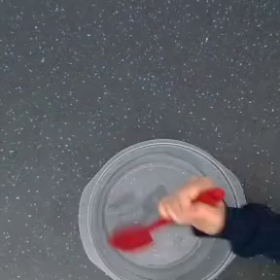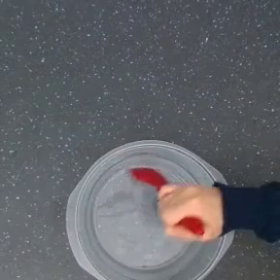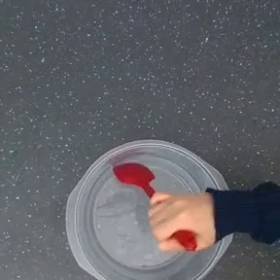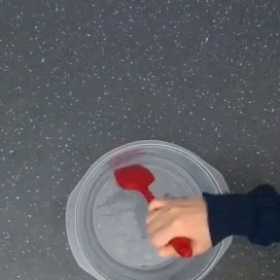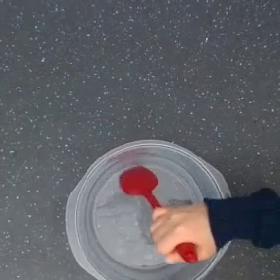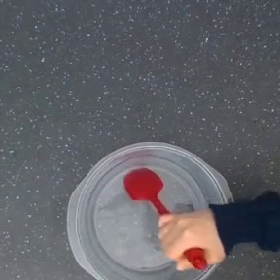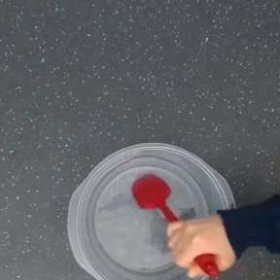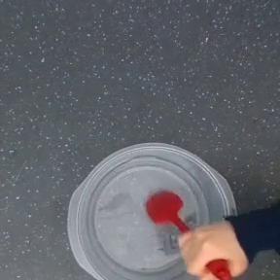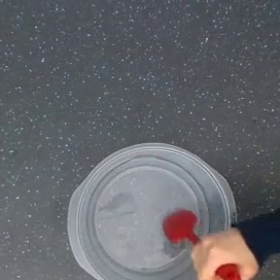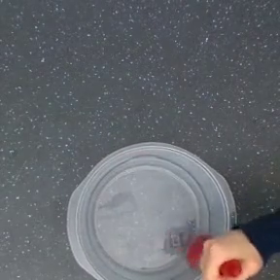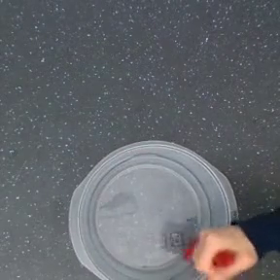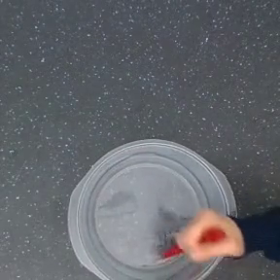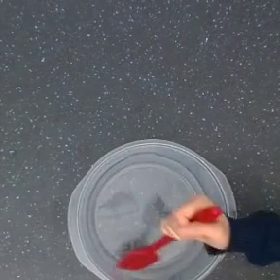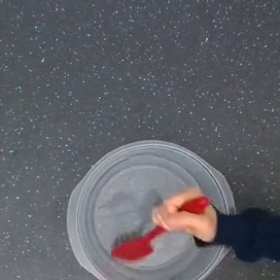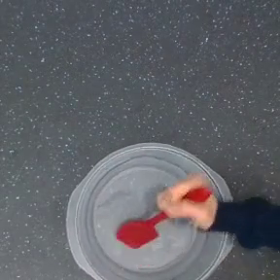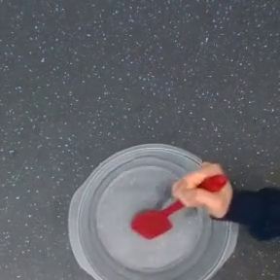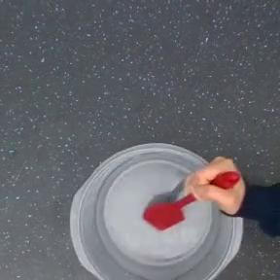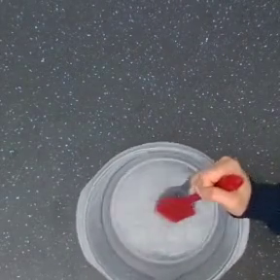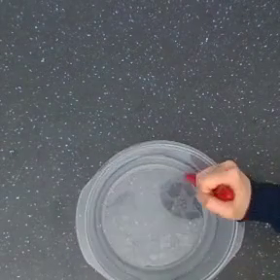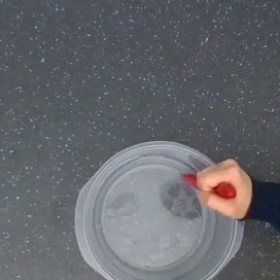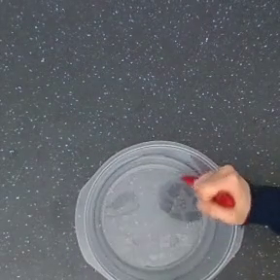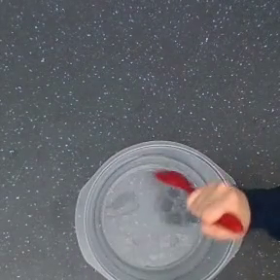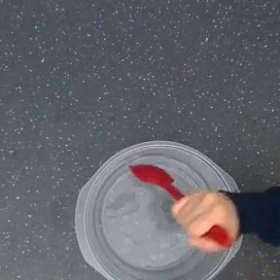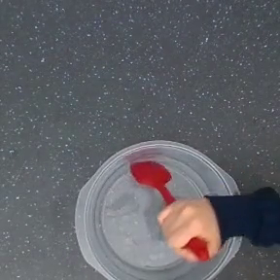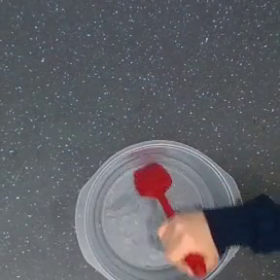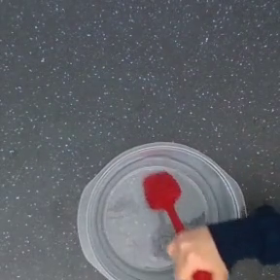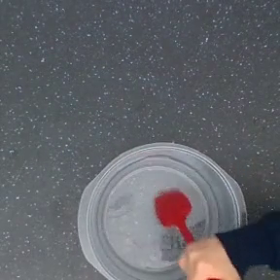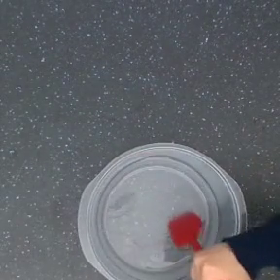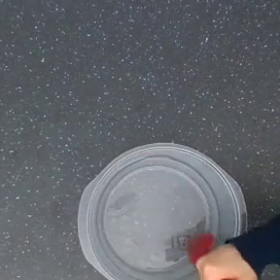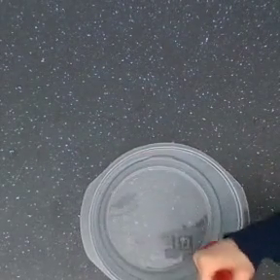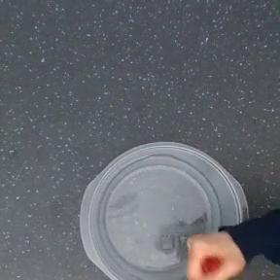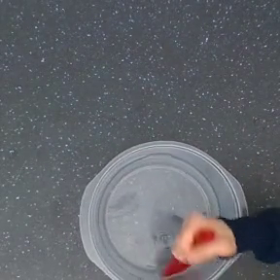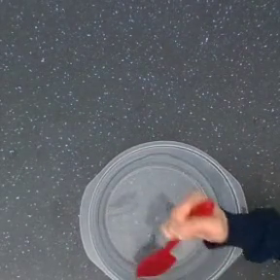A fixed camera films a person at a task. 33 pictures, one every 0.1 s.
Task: stir.
0.0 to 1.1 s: The hand goes downward and to the right, then upward and to the left.
1.1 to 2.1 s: The hand goes upward, then downward.
2.1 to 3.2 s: The hand goes downward and to the left, then upward.
